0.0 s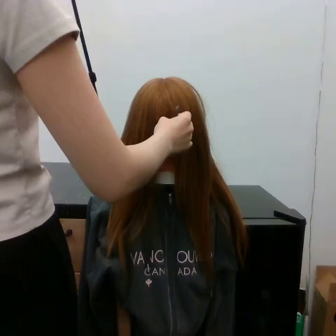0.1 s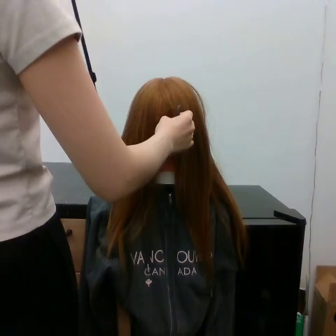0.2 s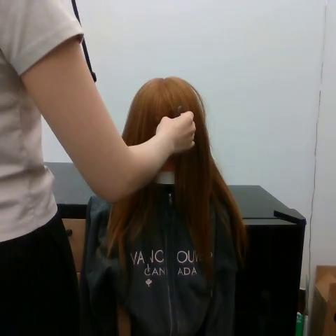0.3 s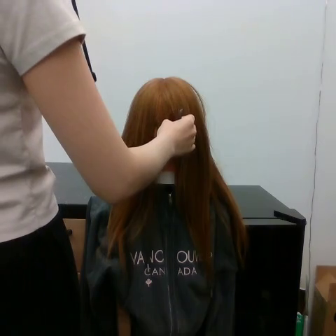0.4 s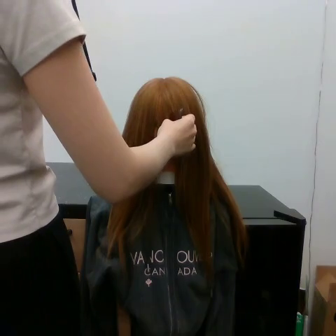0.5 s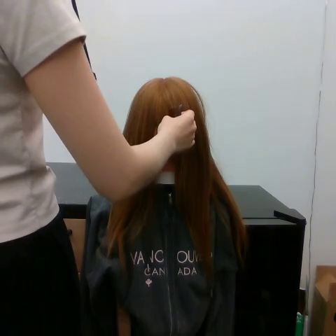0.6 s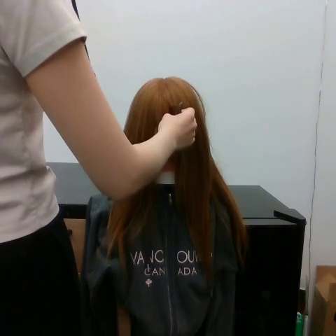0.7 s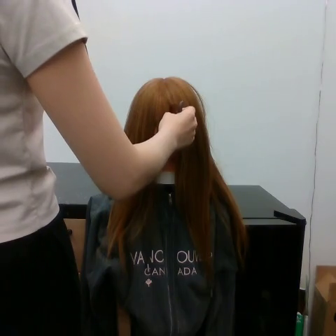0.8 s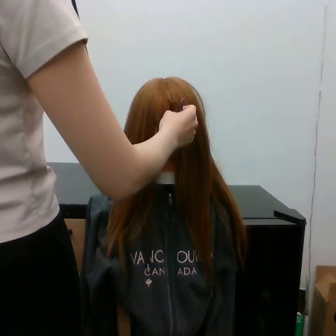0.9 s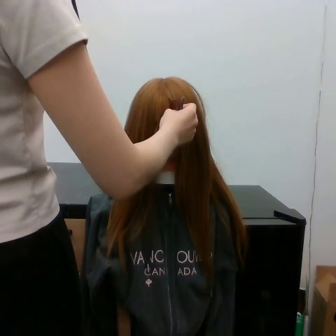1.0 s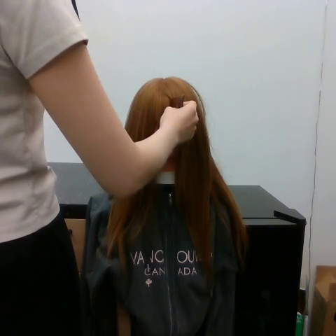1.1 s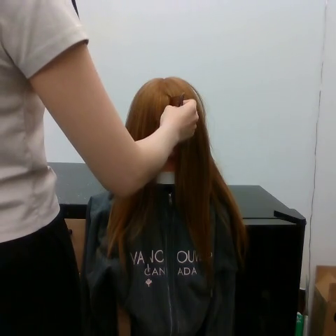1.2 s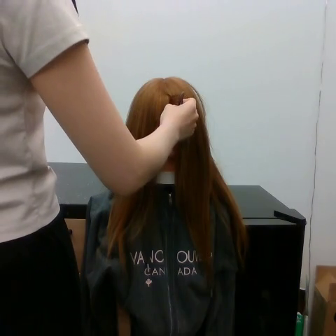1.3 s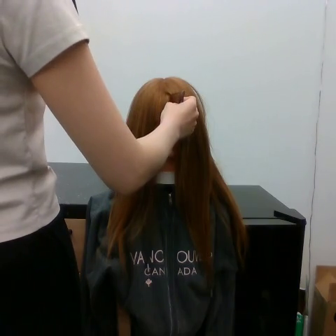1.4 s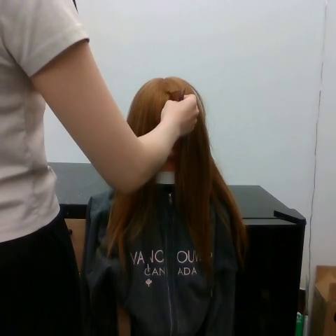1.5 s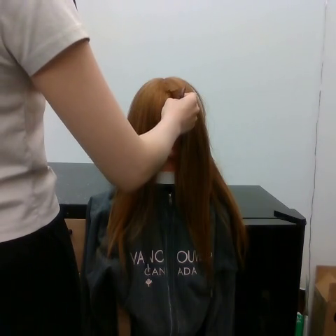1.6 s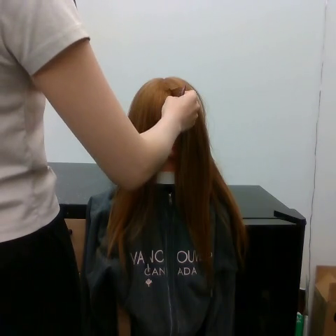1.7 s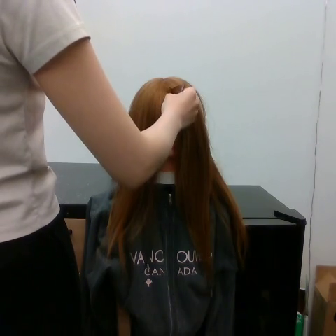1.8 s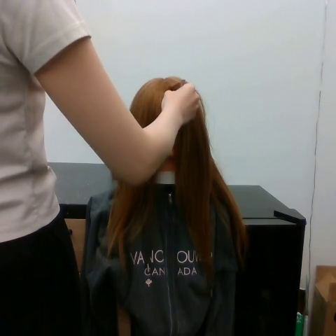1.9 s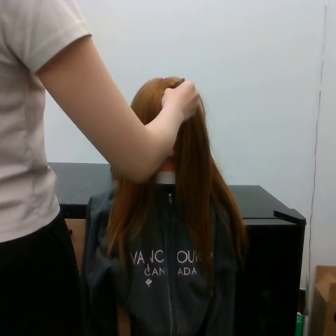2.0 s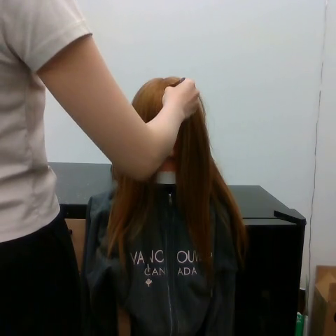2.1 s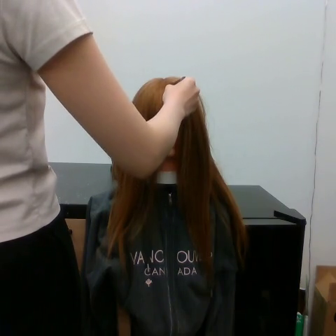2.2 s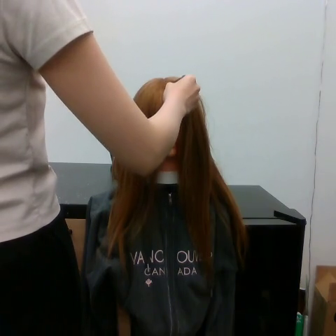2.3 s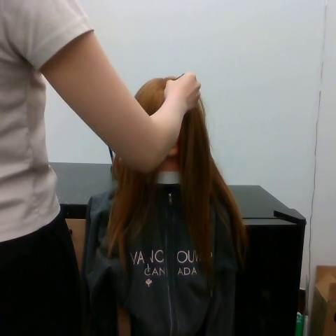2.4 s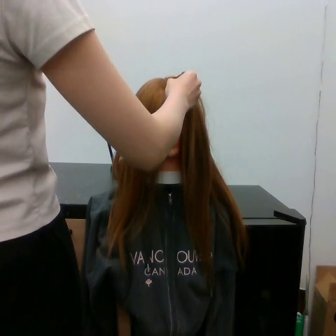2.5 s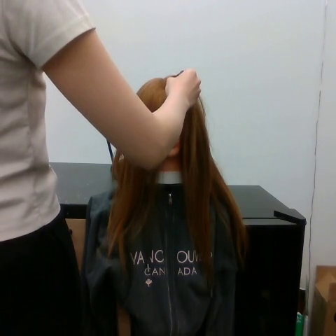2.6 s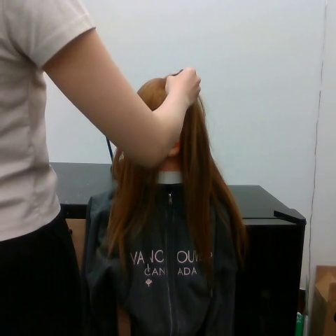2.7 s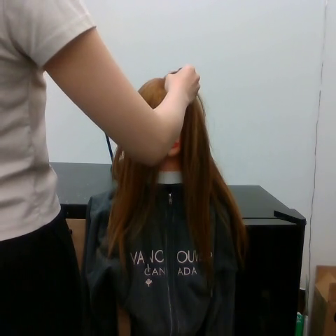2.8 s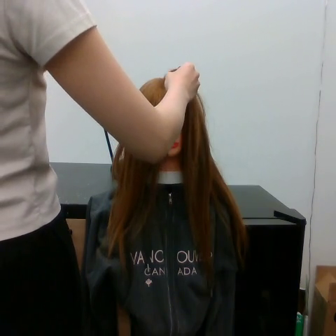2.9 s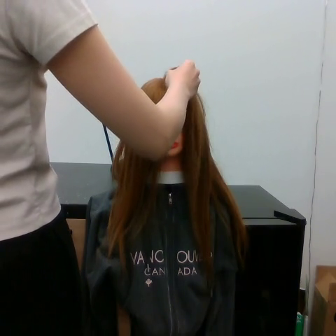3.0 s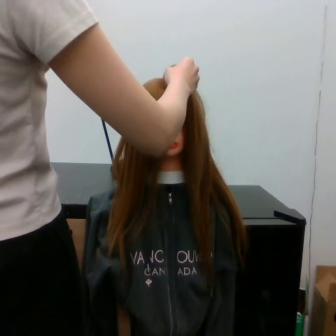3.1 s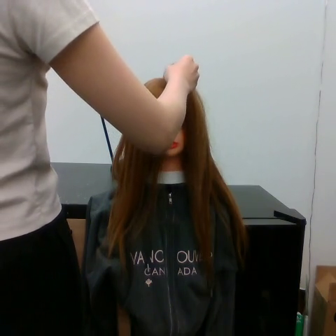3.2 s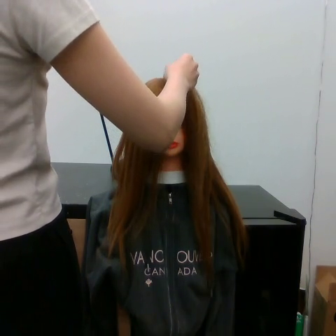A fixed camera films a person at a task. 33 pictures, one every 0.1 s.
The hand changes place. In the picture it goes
upward.
0.0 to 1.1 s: The hand moves only a little.
1.1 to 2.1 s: The hand goes upward.
2.1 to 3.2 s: The hand goes upward.
Task: part hair.
